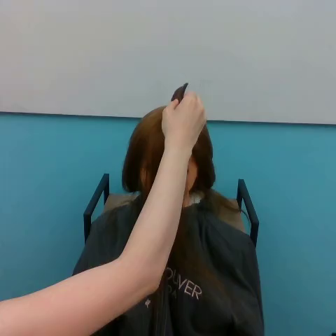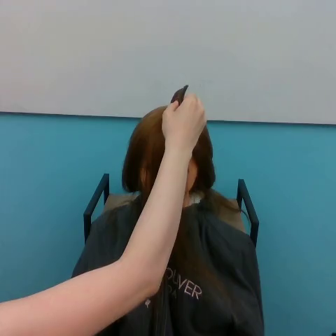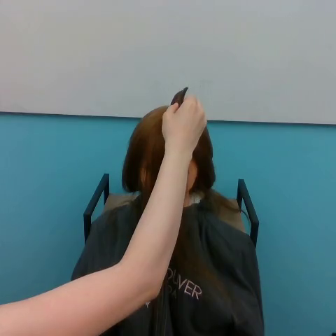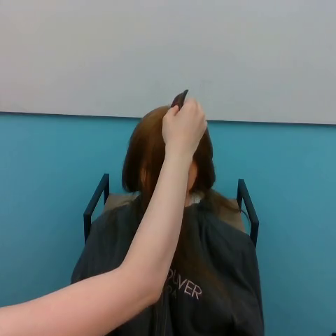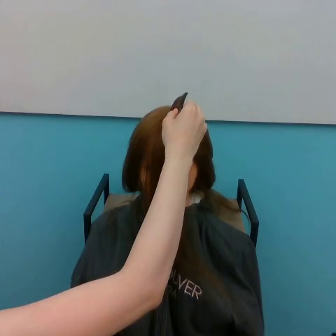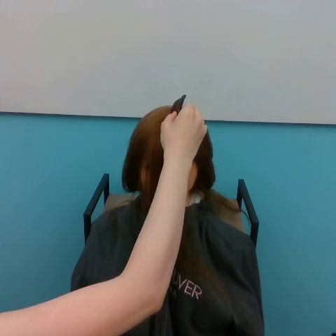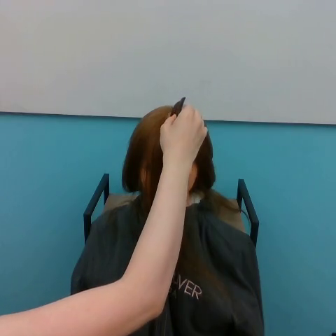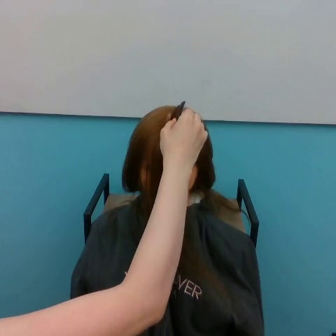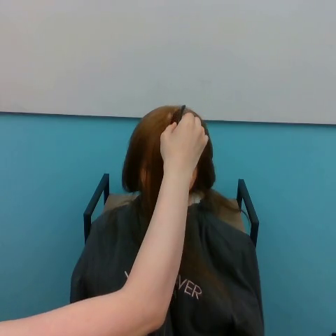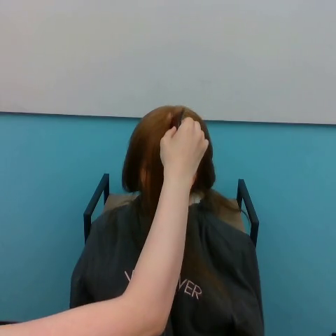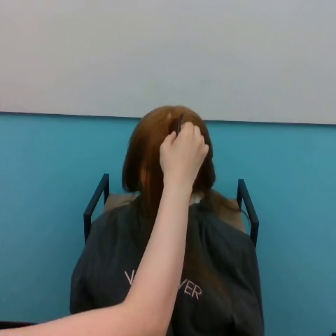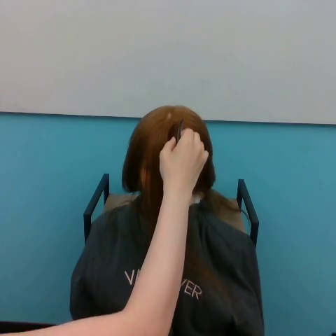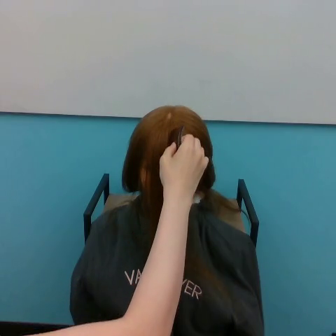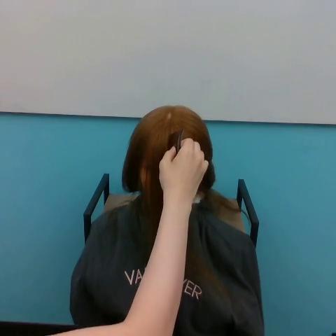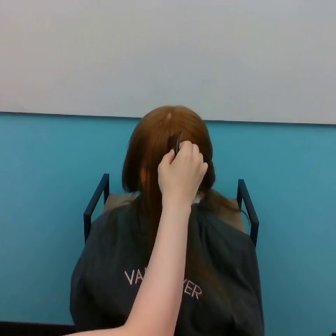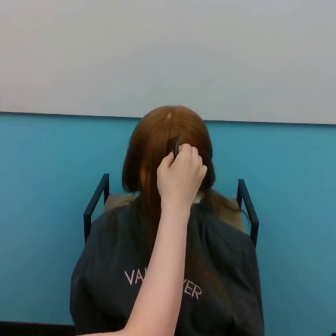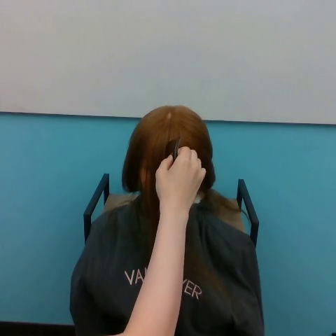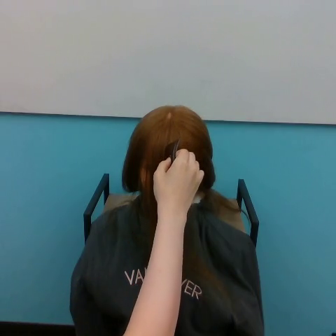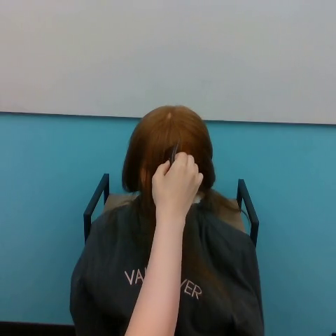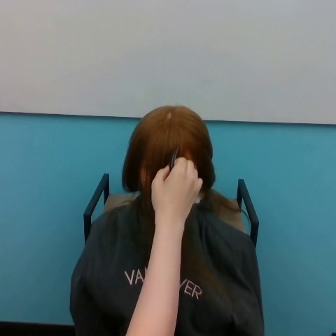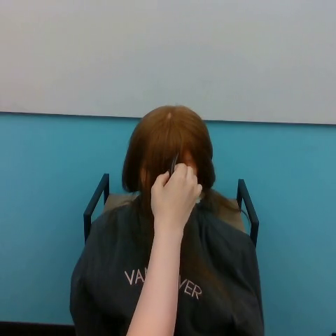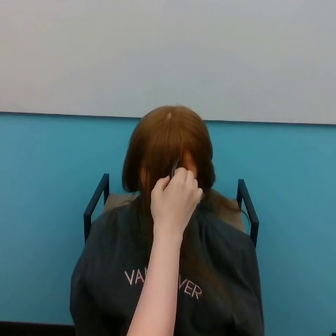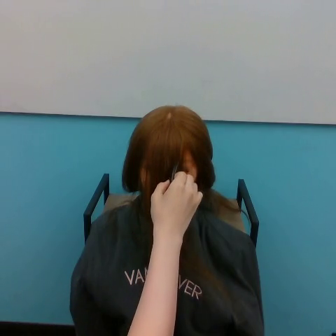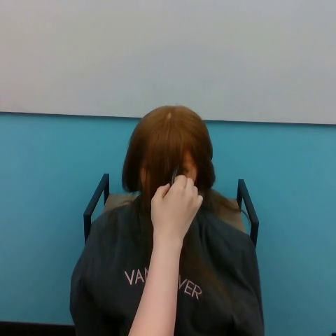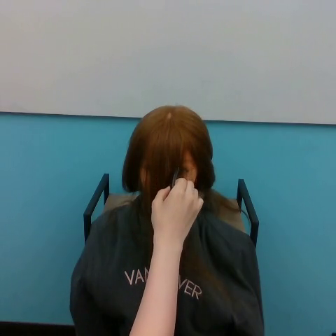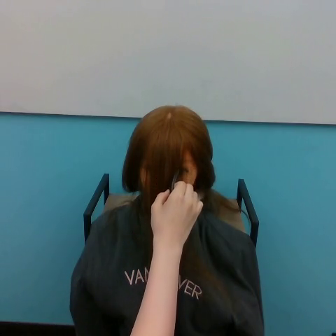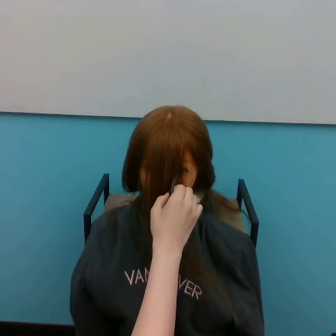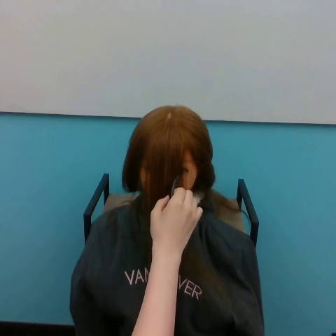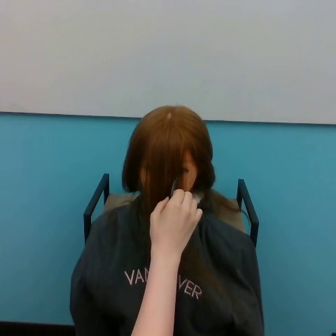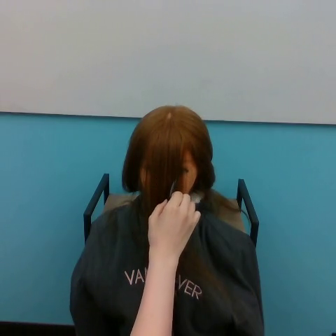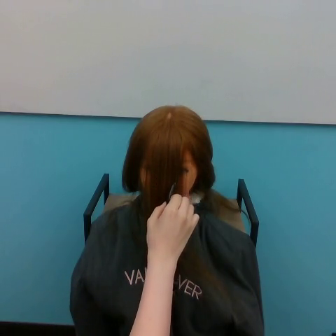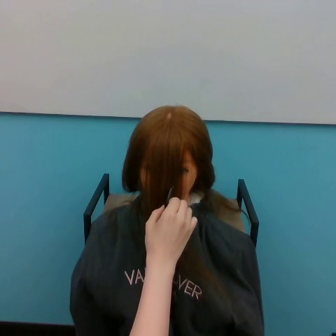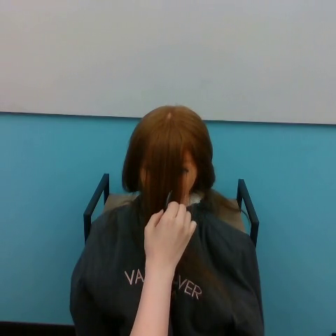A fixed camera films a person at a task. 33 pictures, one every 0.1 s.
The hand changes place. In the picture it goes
downward.
0.0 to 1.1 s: The hand goes downward.
1.1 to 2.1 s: The hand goes downward.
2.1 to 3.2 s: The hand goes downward.
Task: part hair.
